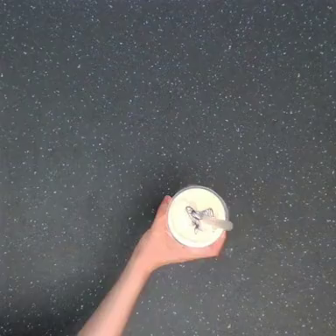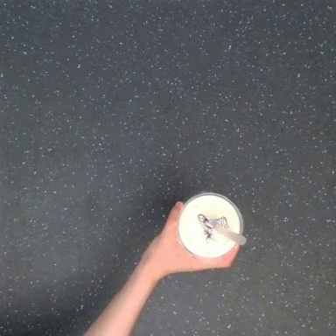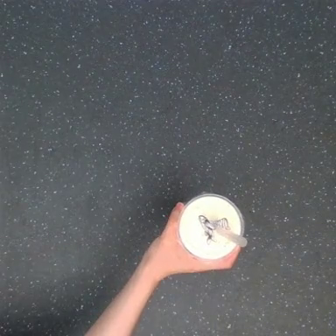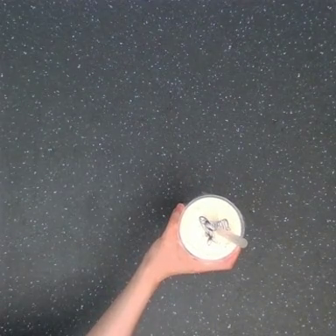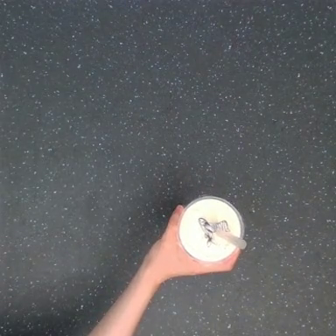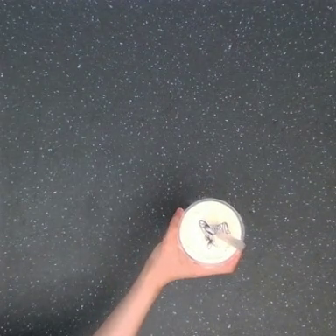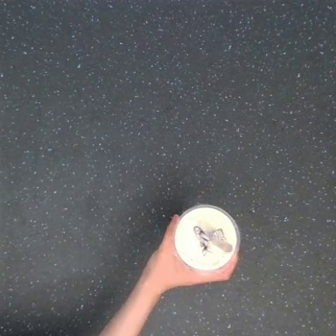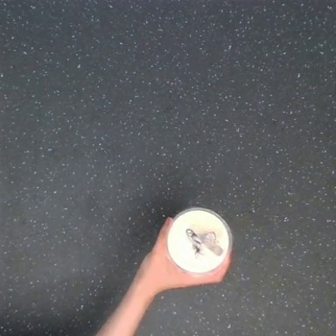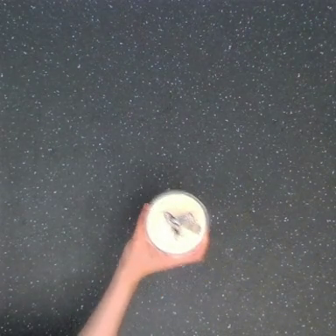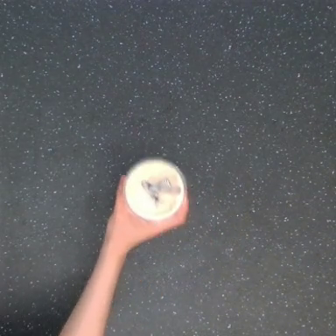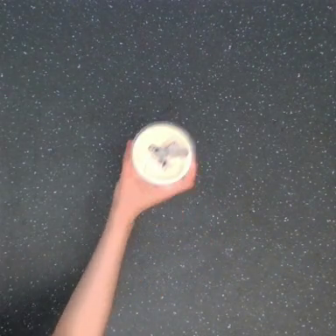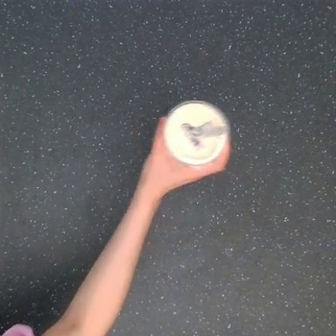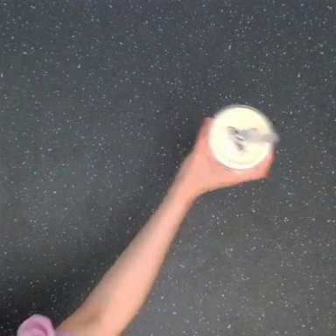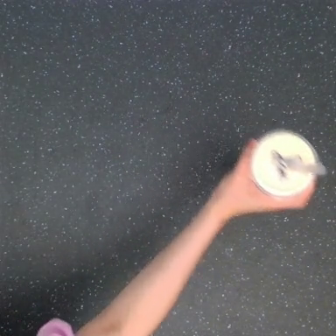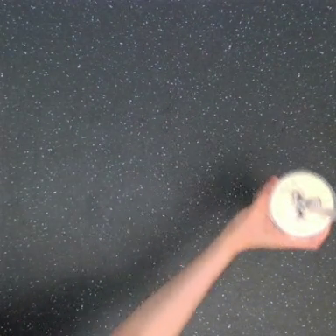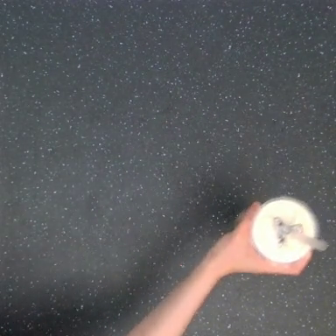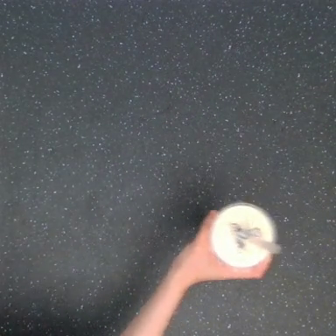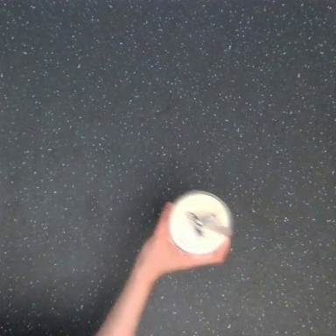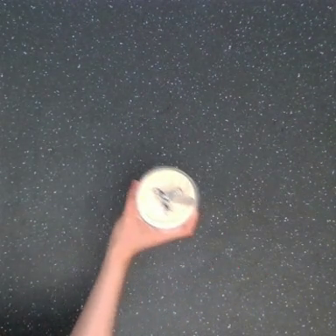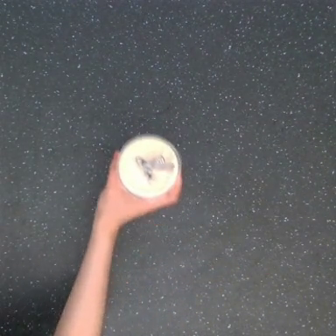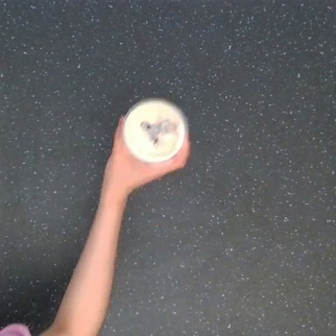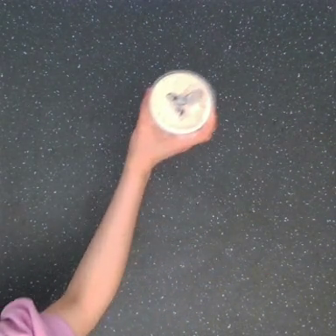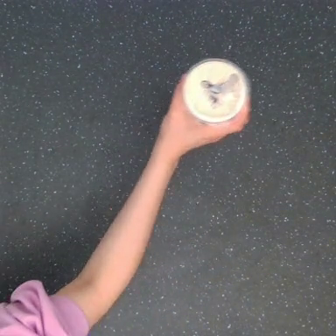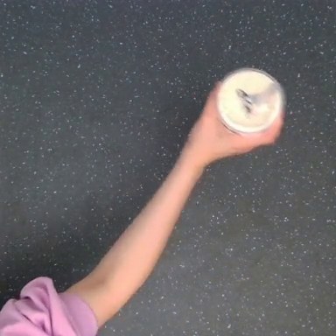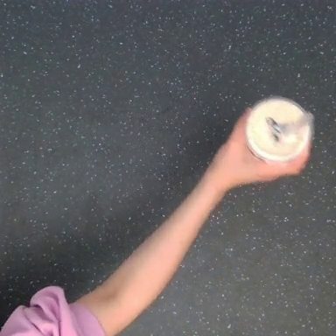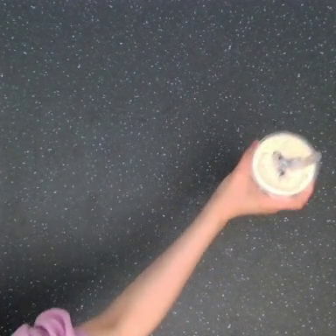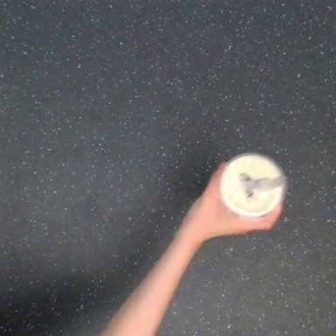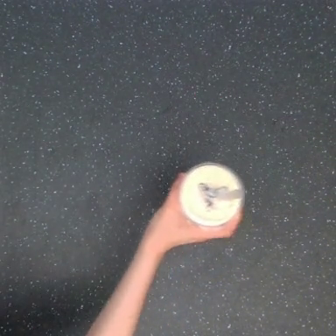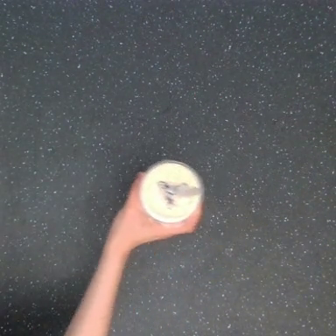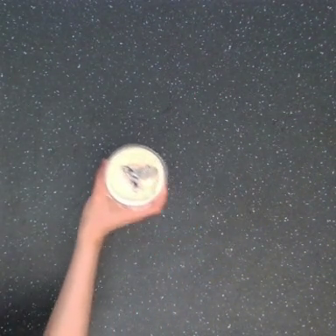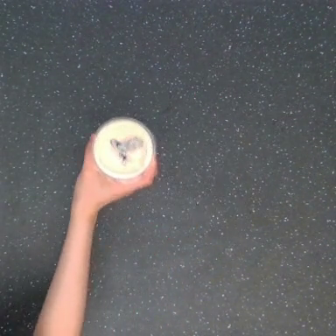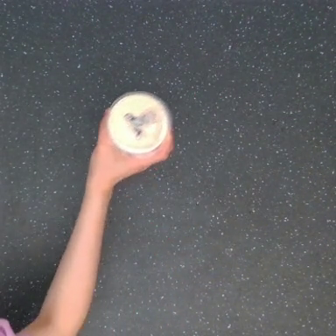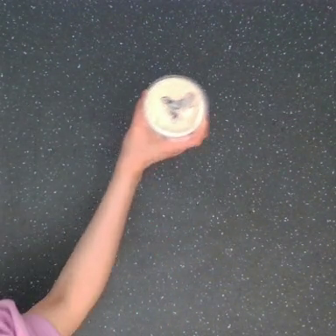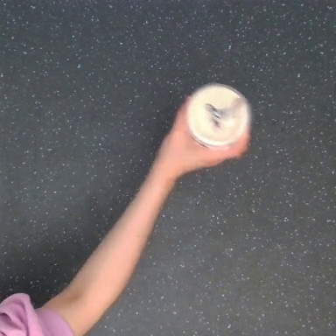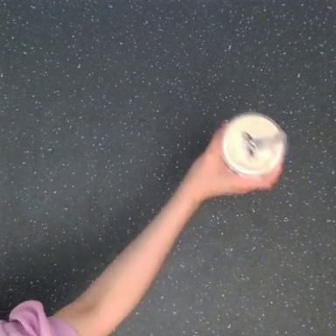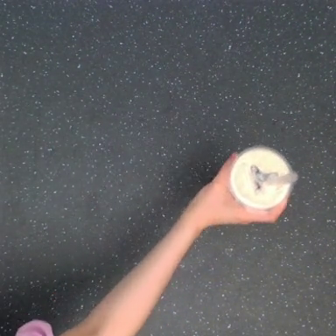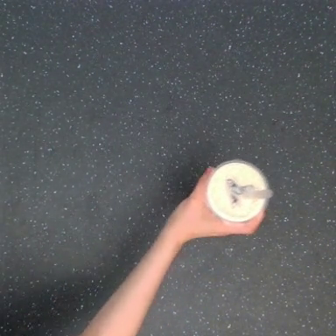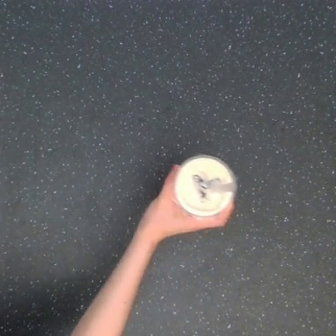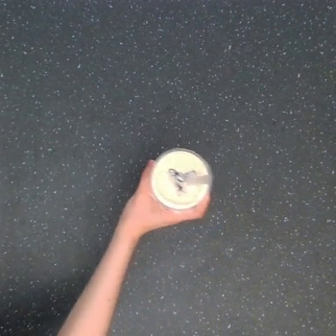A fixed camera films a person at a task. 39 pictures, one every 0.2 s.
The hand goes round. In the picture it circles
clockwise.
0.0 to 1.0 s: The hand moves only a little.
1.0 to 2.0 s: The hand goes upward and to the left.
2.0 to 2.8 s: The hand goes to the right and downward.
2.8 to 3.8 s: The hand goes to the left.
3.8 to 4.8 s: The hand goes to the right.
4.8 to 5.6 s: The hand goes to the left and downward.
5.6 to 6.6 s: The hand goes upward and to the right, on a clockwise arc.
6.6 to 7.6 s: The hand goes downward, then to the left.
In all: It circles clockwise, turning through about 1260 degrees.
Task: shake the boba.
Motion: make 3 circular motions clockwise.
